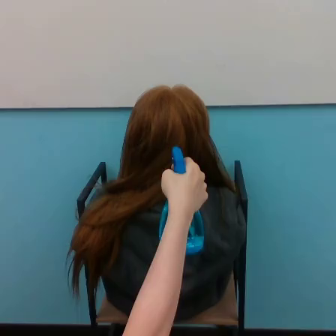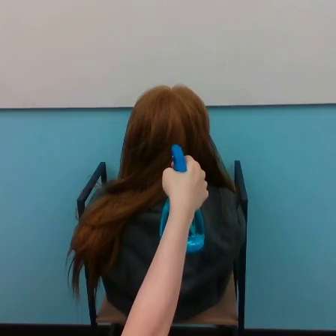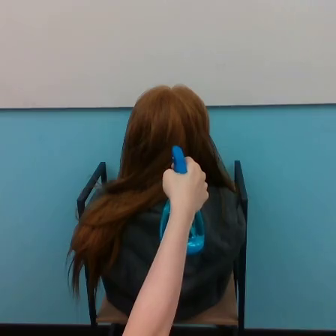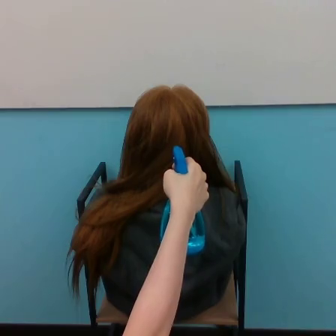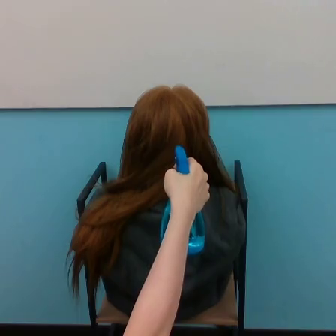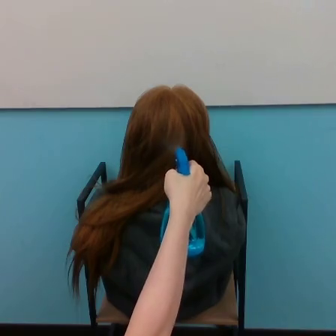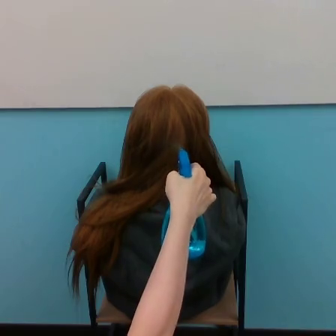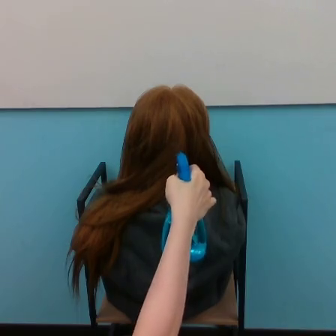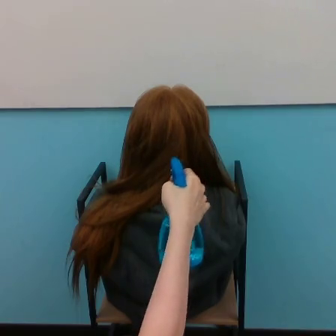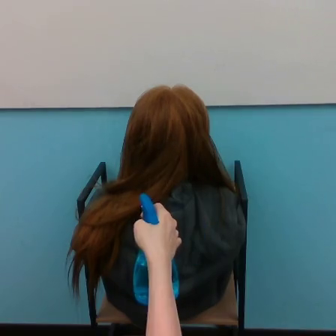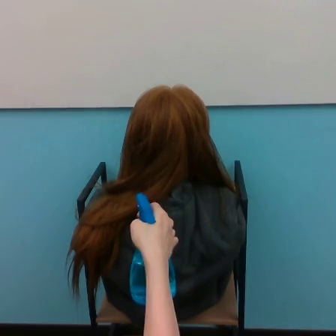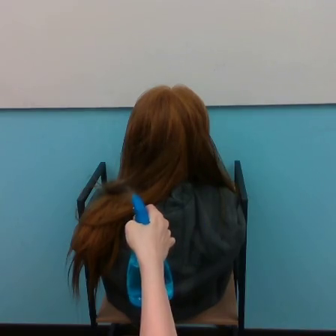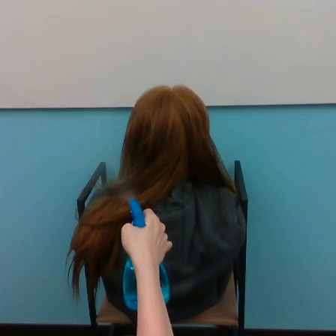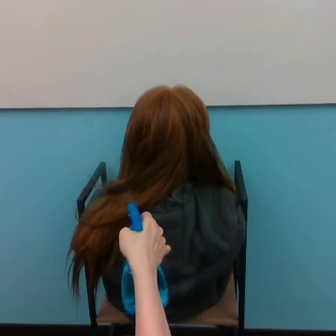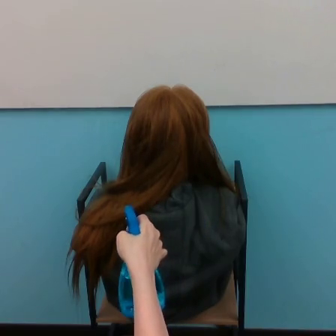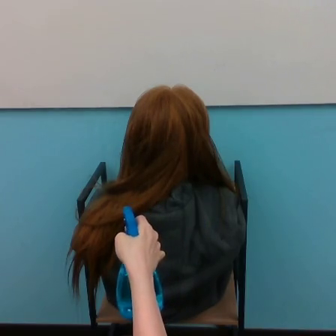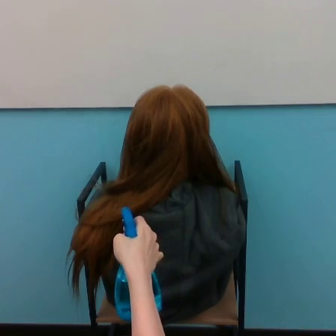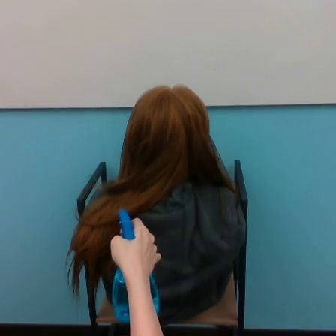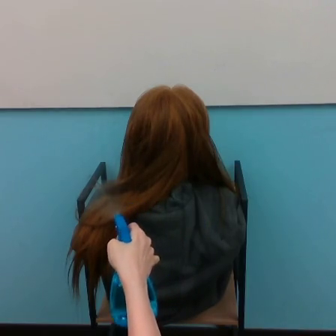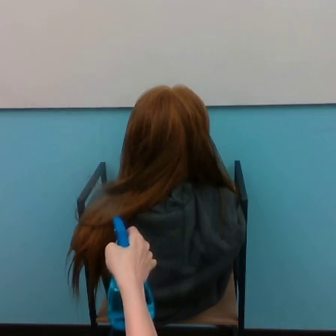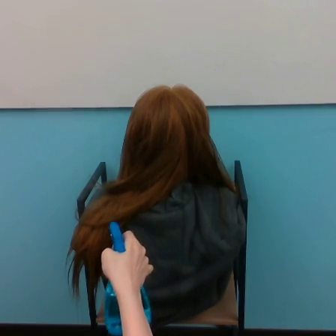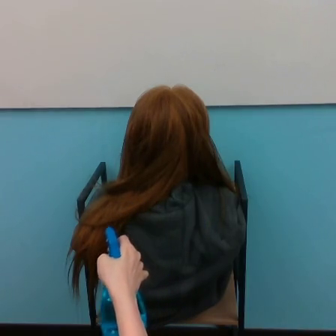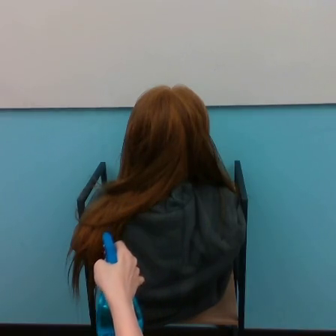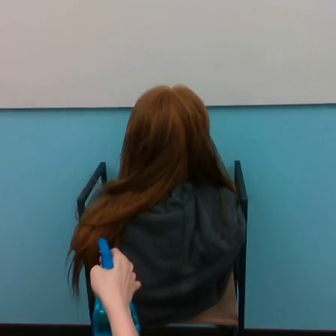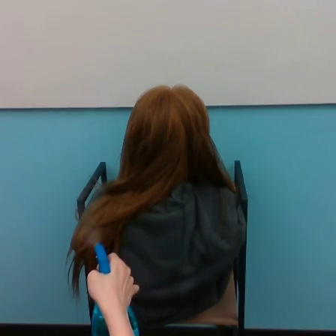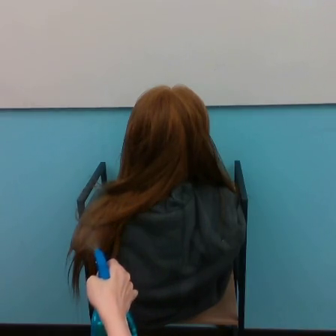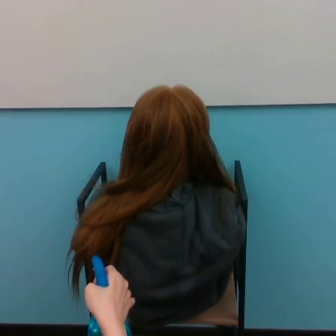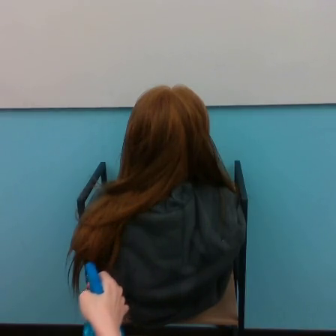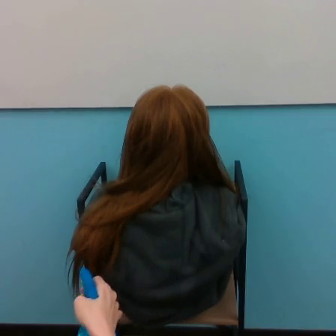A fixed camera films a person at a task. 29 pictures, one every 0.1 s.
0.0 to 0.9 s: The hand goes downward and to the left.
0.9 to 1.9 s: The hand goes to the left and downward.
1.9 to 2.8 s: The hand goes downward and to the left.
Task: spray water on hair.
Motion: move downward and to the left.
